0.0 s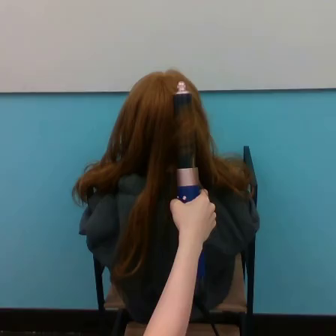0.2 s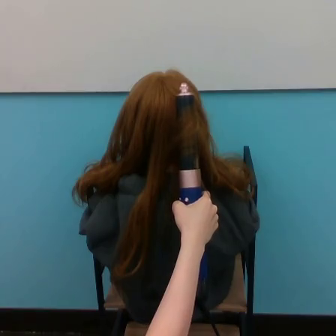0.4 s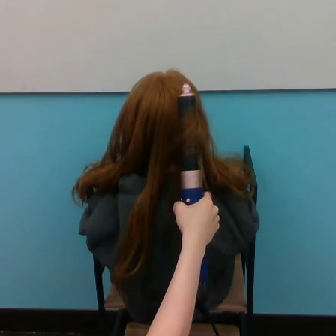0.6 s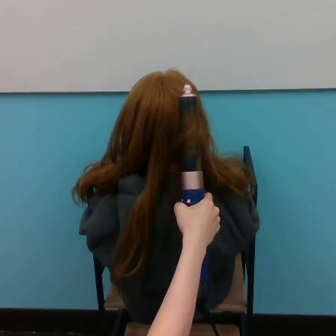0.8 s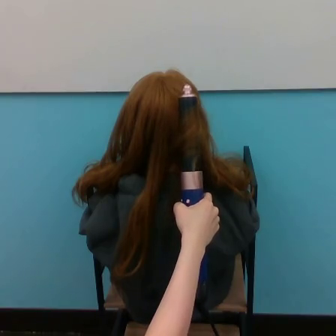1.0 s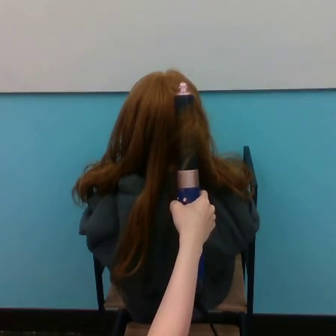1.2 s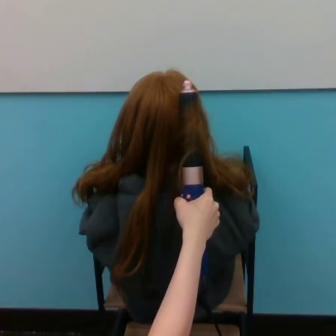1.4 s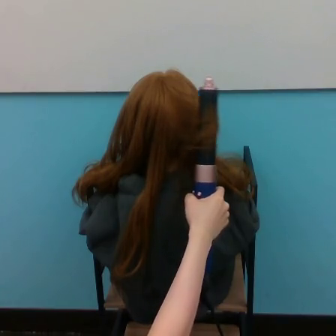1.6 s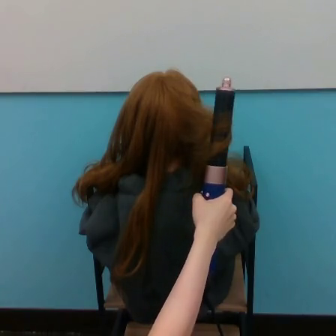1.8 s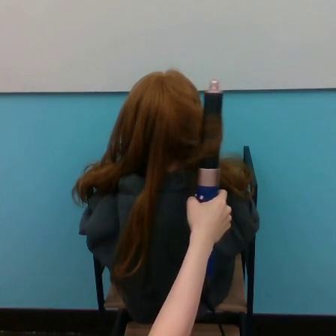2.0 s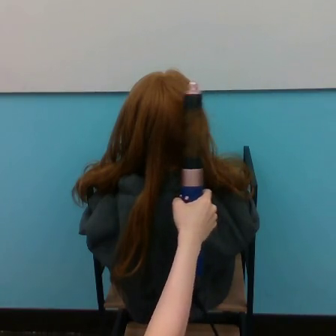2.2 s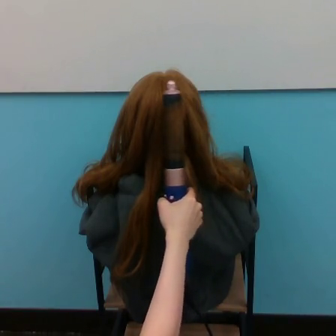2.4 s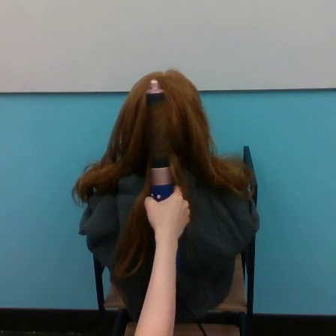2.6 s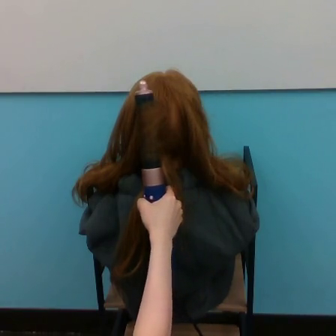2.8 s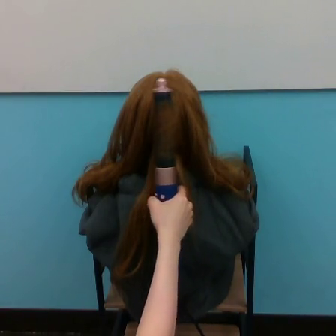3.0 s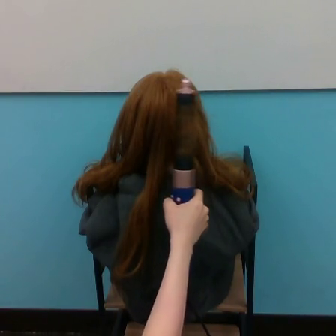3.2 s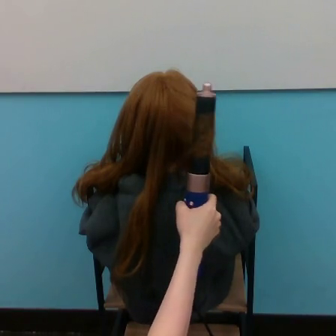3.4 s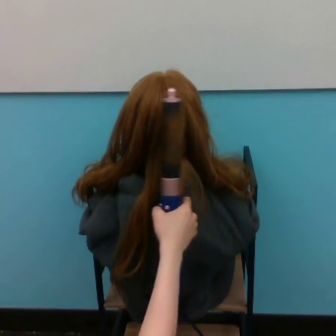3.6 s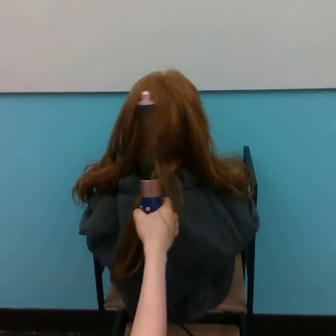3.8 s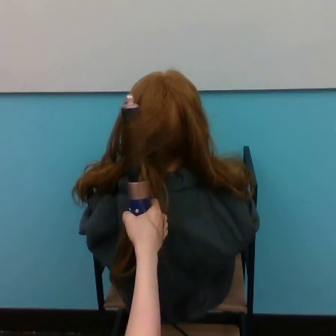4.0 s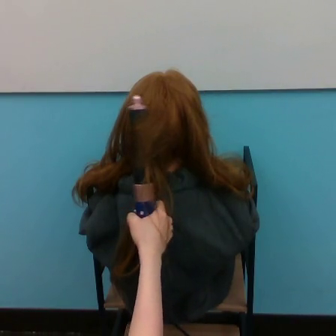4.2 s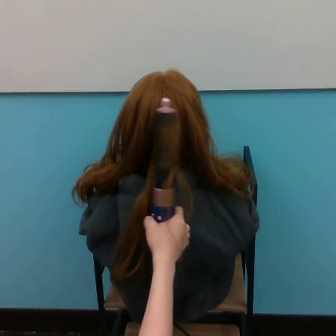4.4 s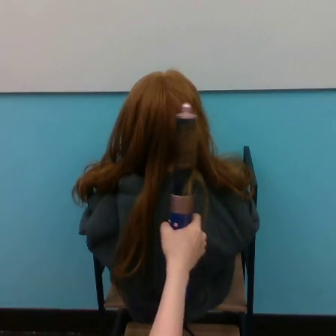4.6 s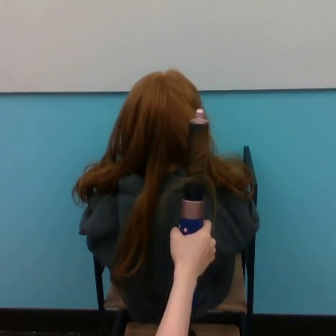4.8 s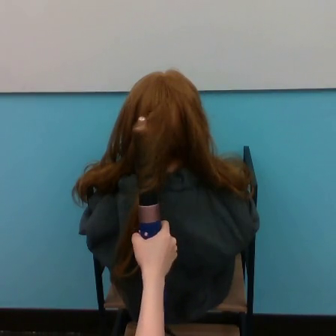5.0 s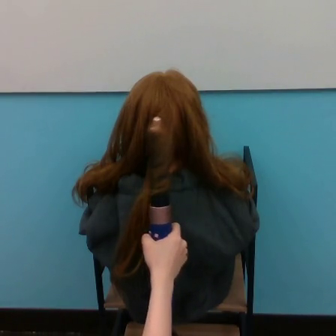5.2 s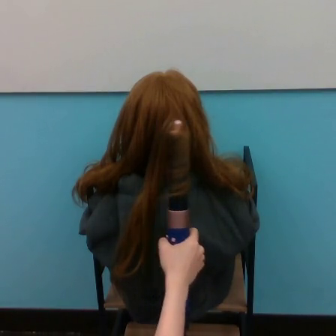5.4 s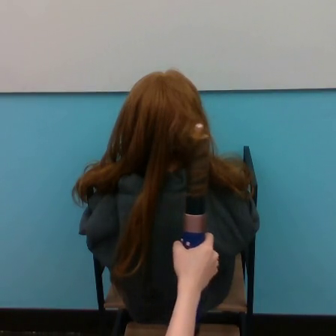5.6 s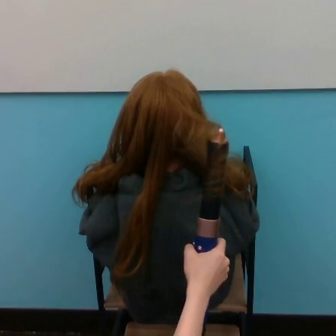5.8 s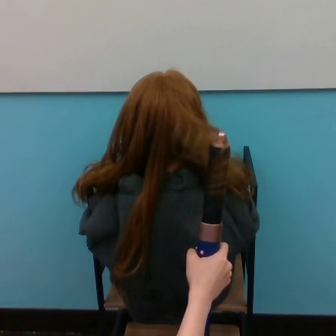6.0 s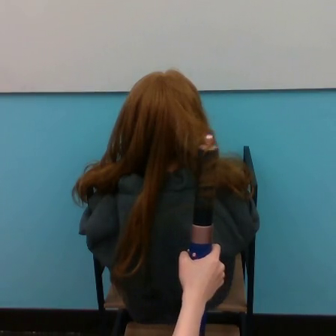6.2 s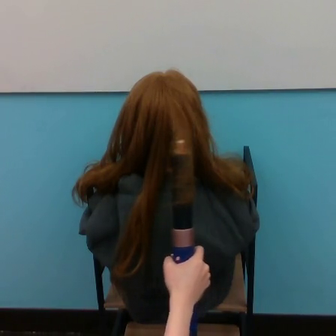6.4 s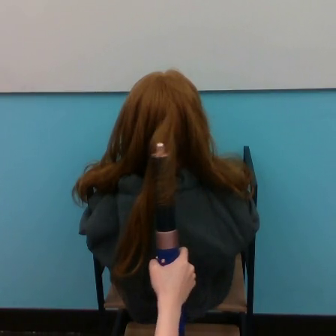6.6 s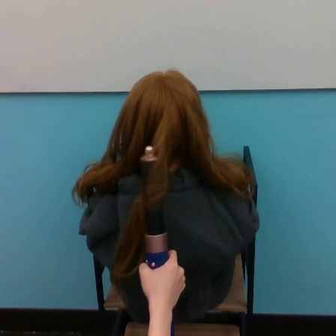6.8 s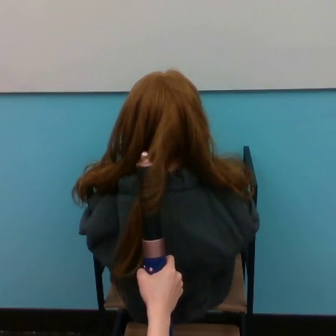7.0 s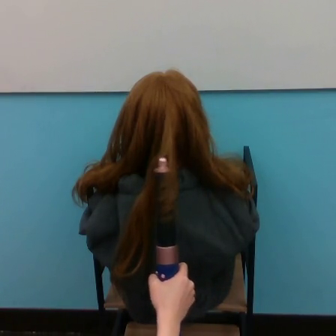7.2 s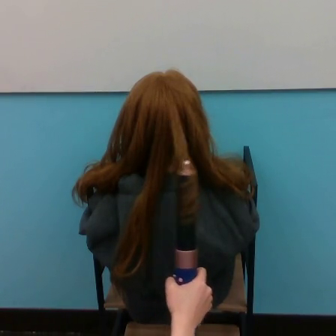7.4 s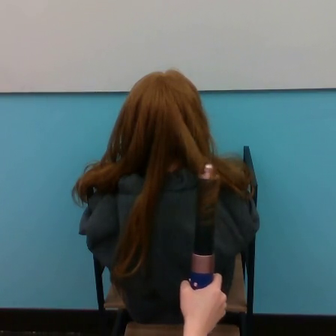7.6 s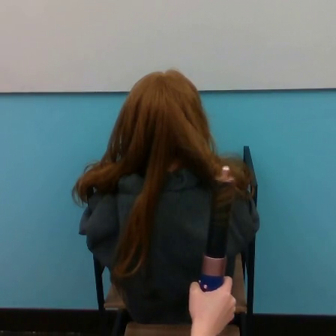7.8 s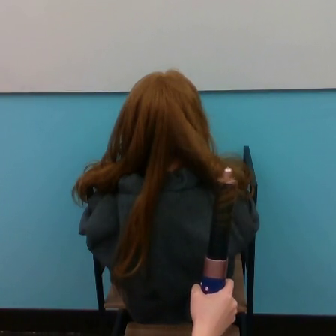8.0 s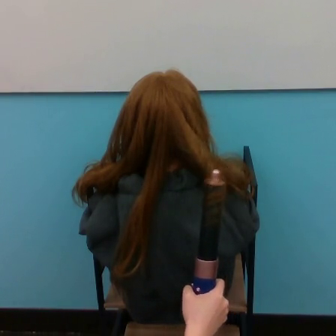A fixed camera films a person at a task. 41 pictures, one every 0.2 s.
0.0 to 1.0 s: The hand moves only a little.
1.0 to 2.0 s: The hand goes to the right, then to the left.
2.0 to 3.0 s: The hand goes to the left, then to the right.
3.0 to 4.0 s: The hand goes to the left.
4.0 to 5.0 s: The hand goes to the right and downward, then to the left.
5.0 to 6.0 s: The hand goes to the right and downward.
6.0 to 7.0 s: The hand goes to the left.
7.0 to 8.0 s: The hand goes downward and to the right.
Task: curl hair.
Motion: move downward, making horizontal oscillations to the left and to the right.
